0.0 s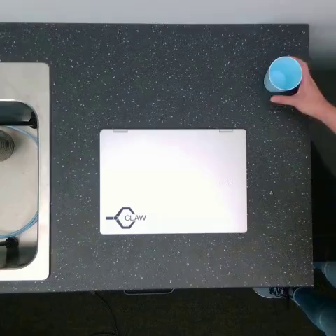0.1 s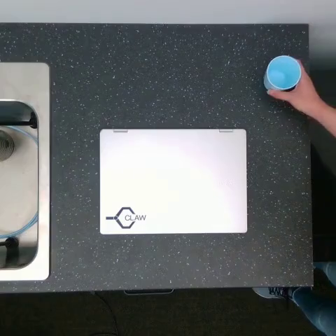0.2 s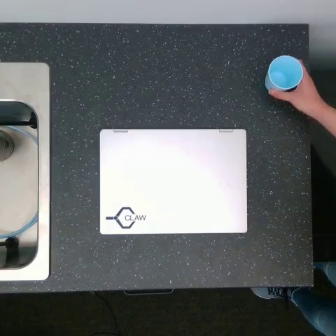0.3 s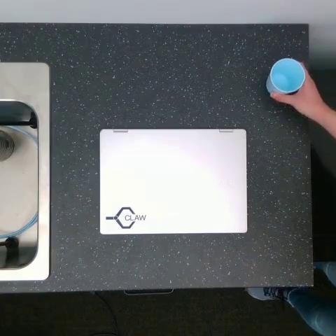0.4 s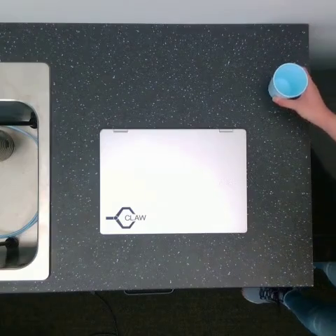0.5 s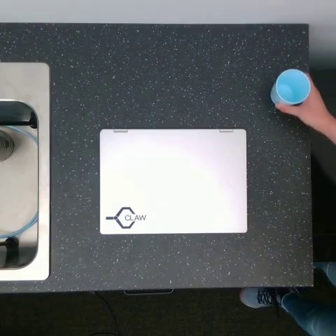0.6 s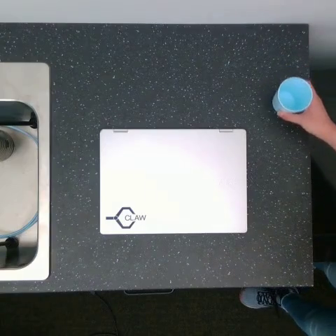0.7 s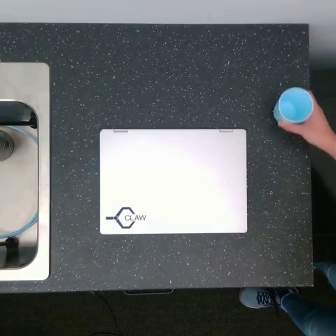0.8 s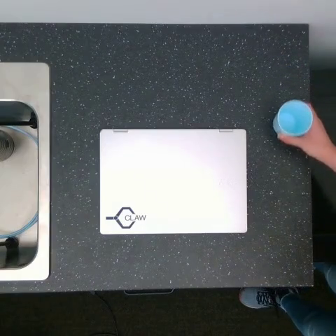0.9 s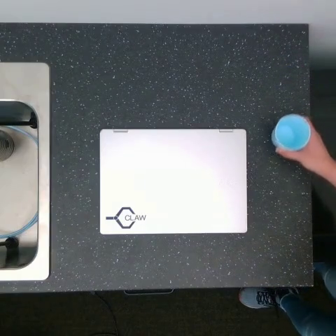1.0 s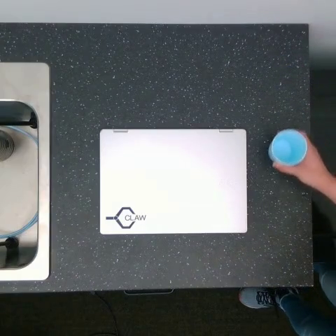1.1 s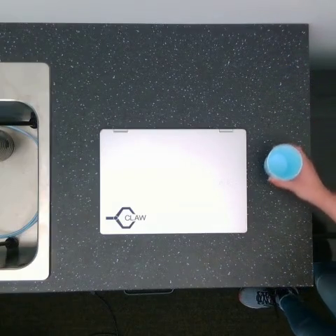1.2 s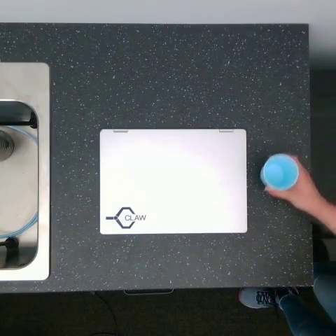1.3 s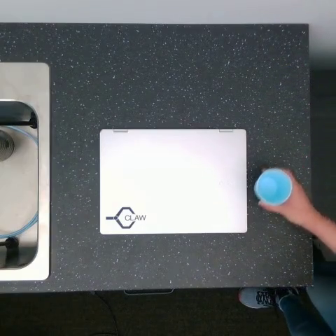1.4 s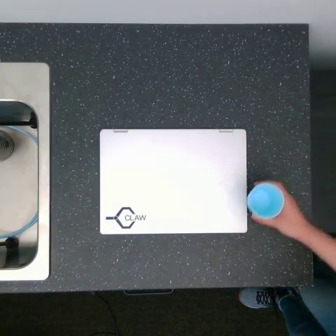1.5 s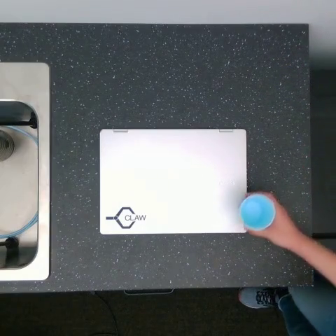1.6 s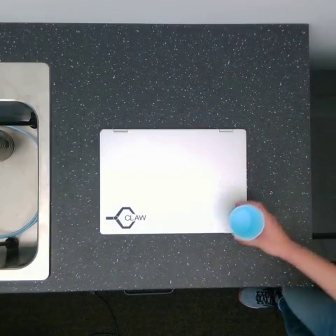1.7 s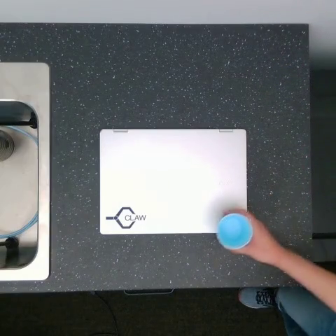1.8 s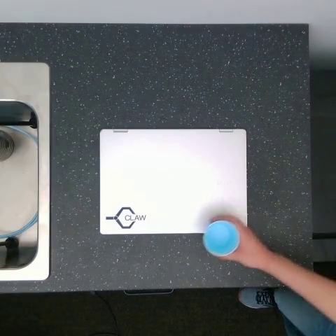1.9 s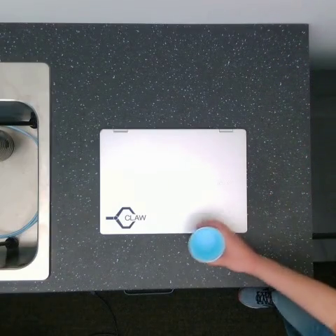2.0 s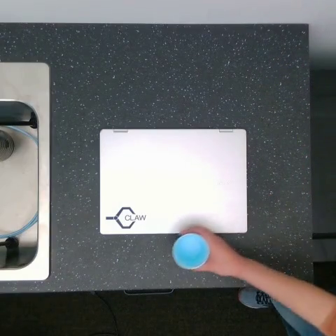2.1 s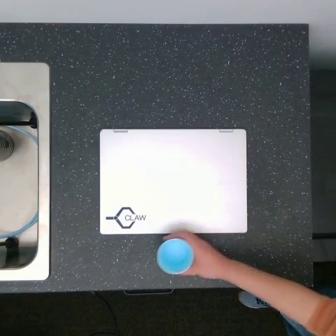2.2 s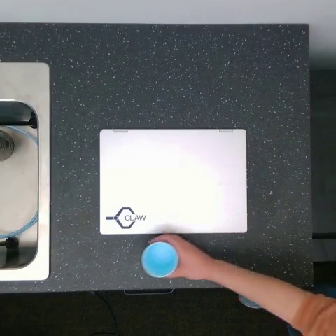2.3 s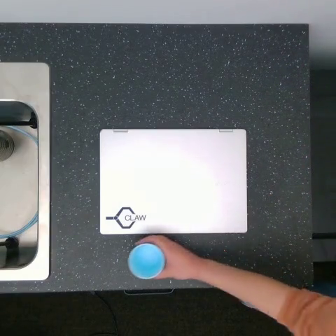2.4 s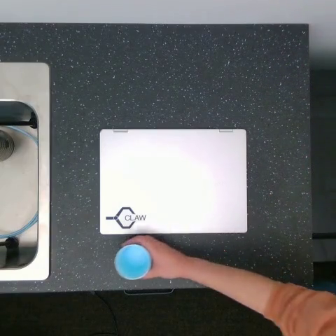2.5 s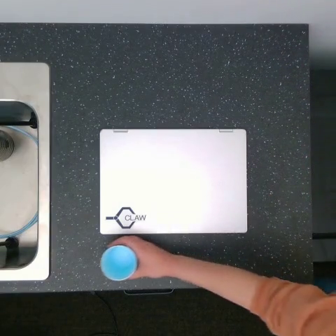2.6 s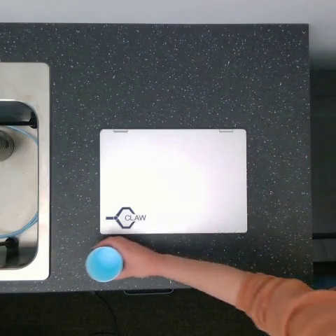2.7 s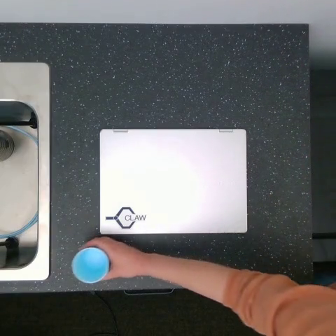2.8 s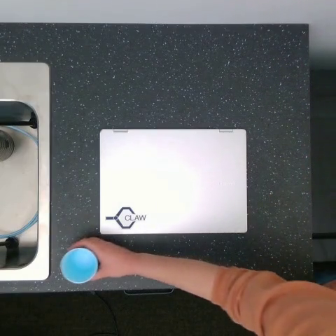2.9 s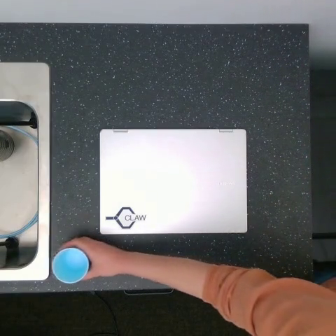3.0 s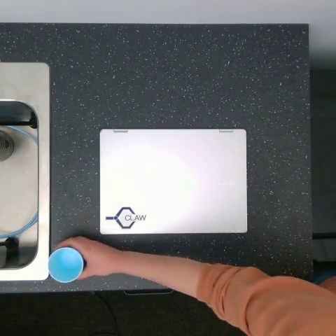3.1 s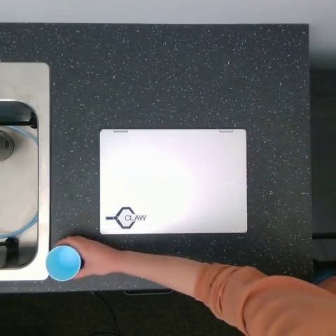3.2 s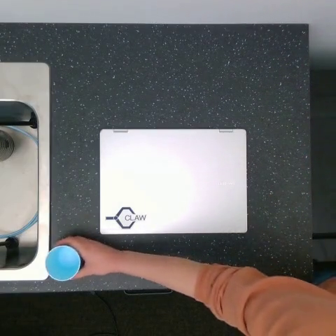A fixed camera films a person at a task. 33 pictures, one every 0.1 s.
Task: pick up the cup and place it to the lower left of the laptop.
Motion: move downward, getting closer to the laptop, and then move to the left.
0.0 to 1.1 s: The hand goes downward.
1.1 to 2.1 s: The hand goes to the left and downward.
2.1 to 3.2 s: The hand goes to the left.
